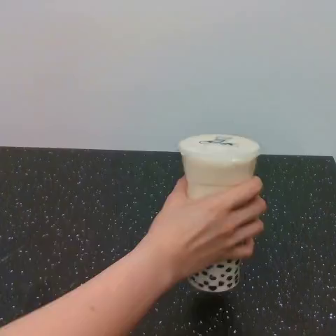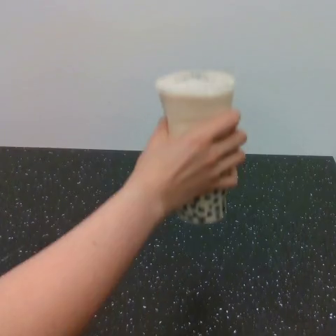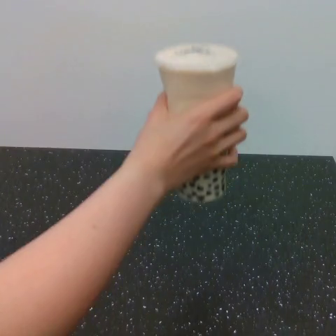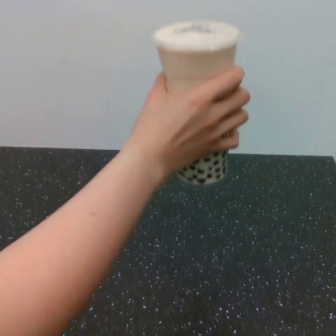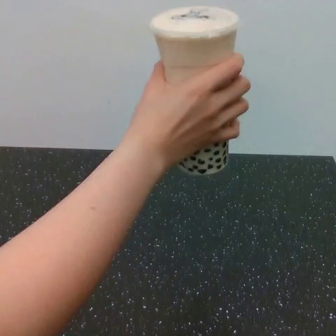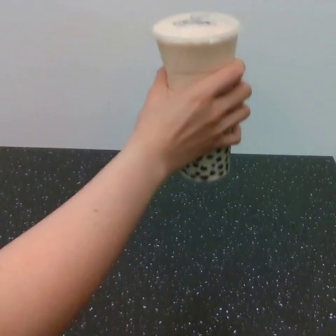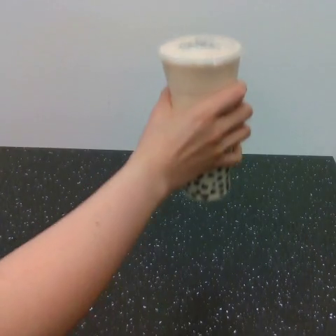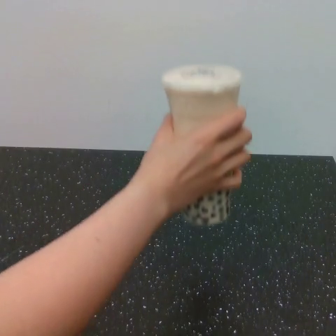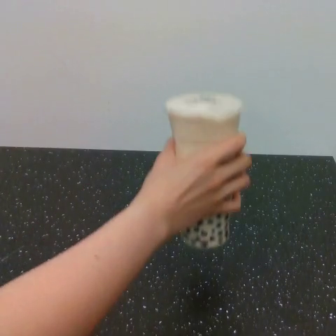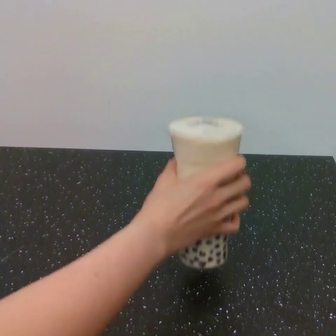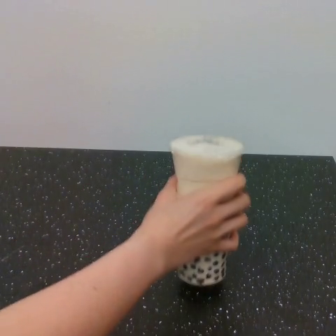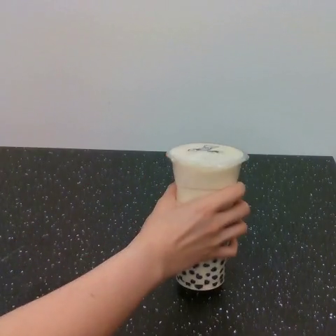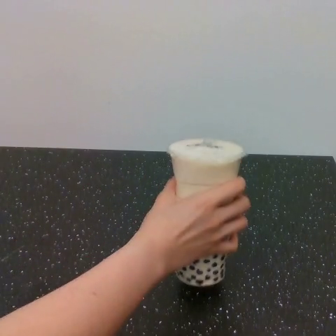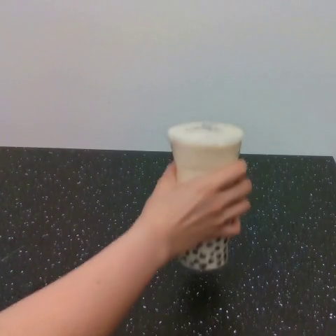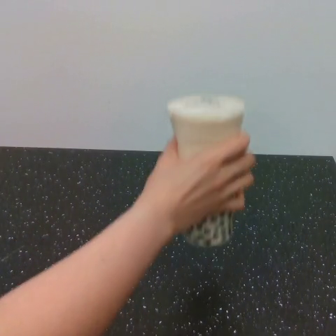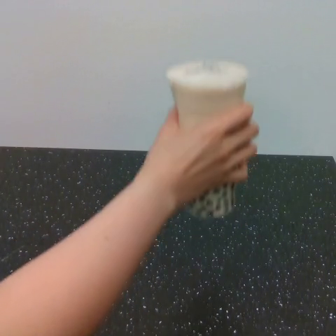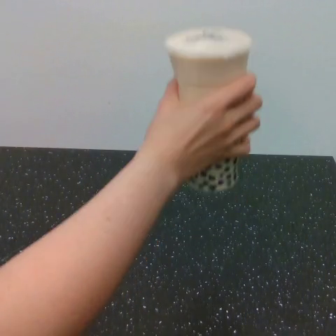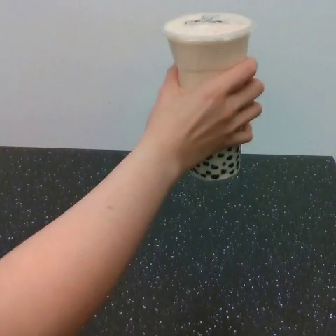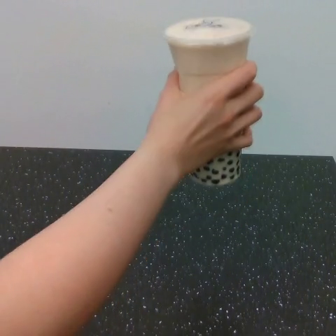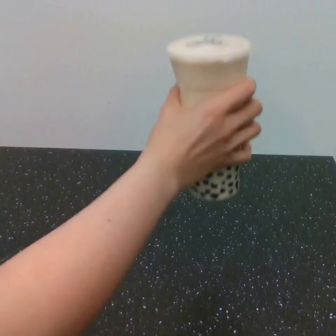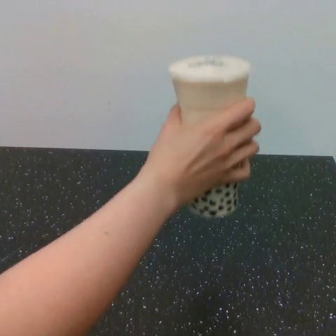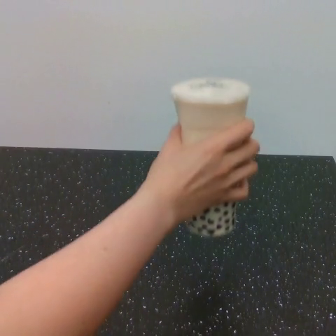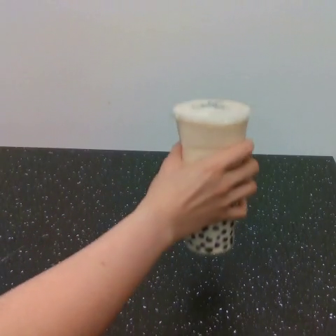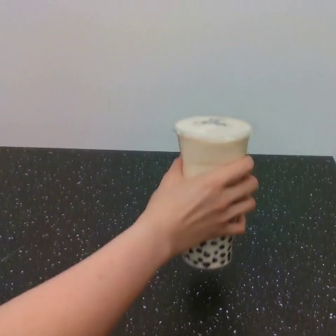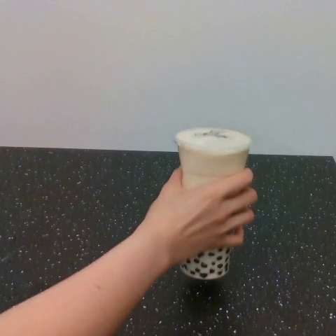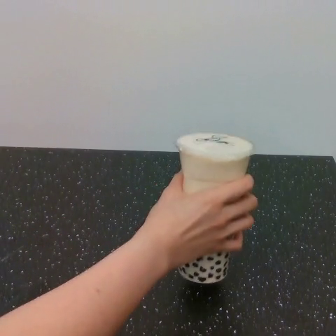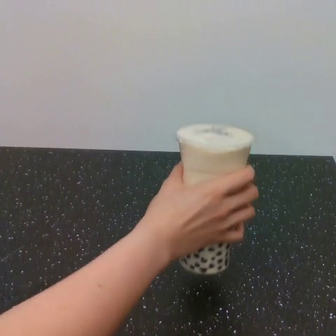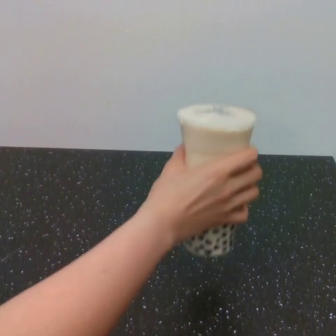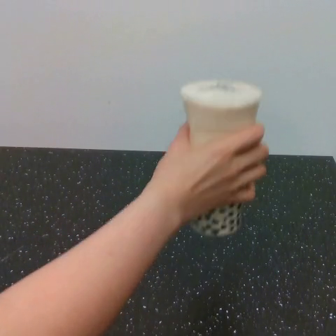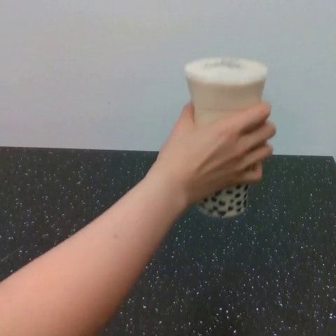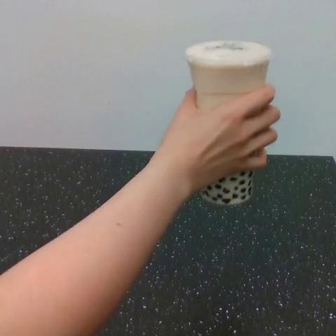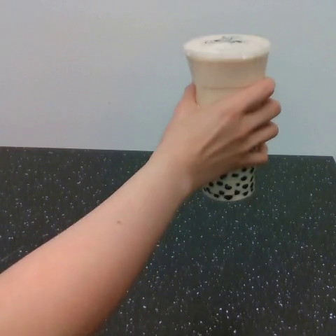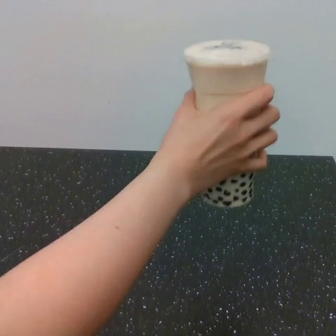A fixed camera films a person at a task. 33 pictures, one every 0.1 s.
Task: shake the boba.
0.0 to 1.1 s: The hand goes upward, then downward.
1.1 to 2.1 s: The hand goes upward, then downward.
2.1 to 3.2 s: The hand goes downward, then upward.
